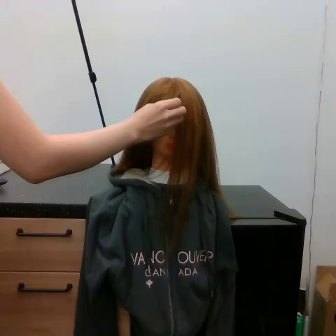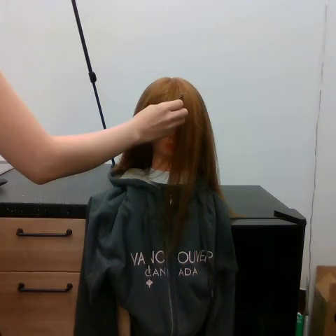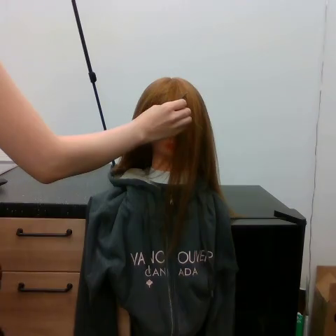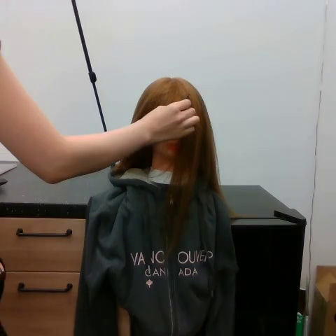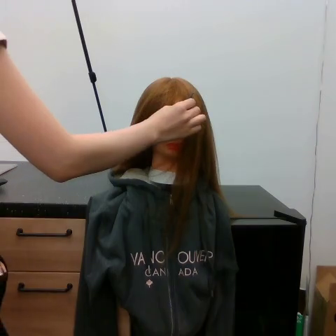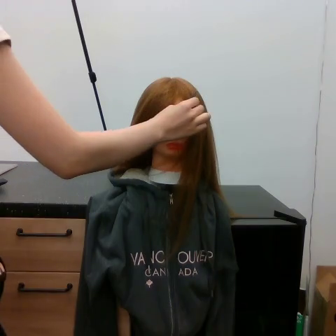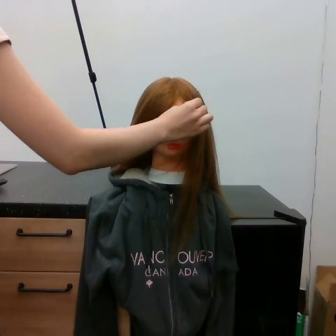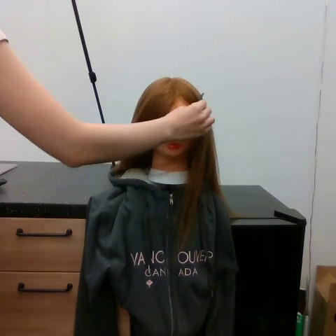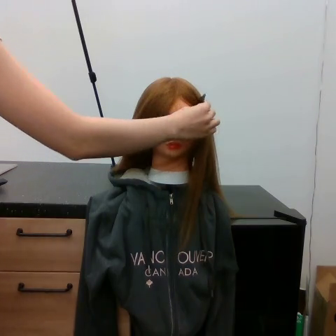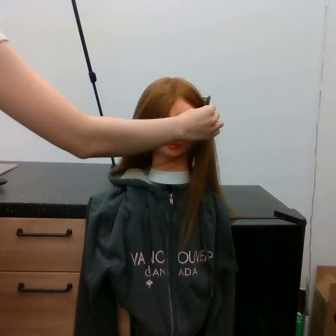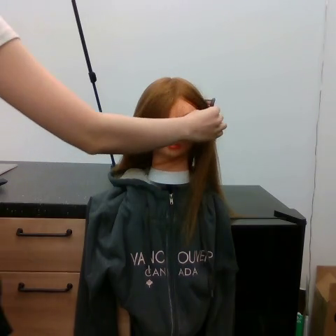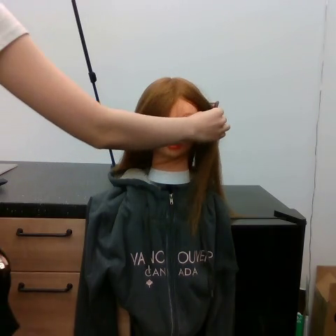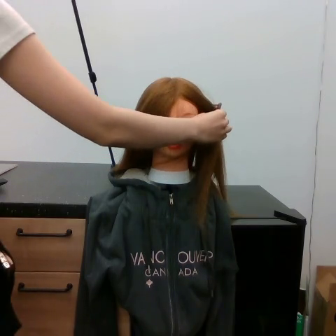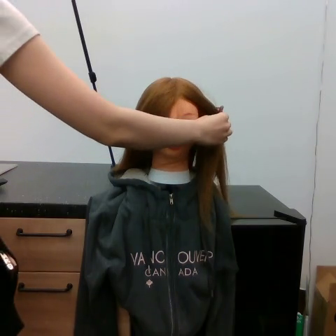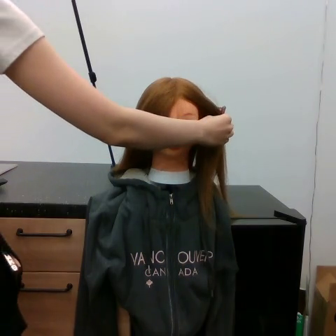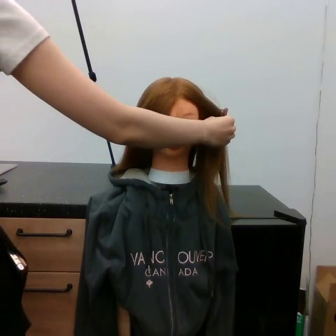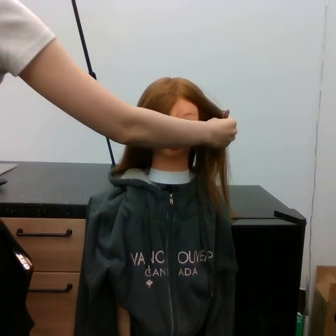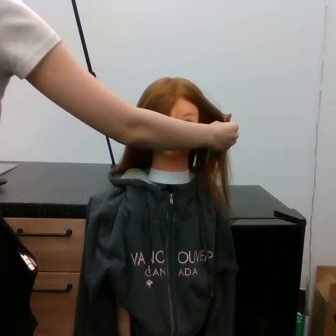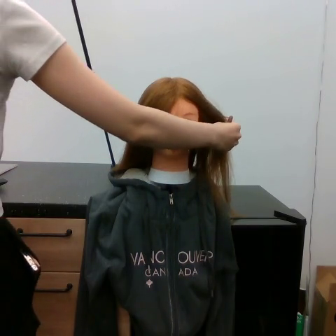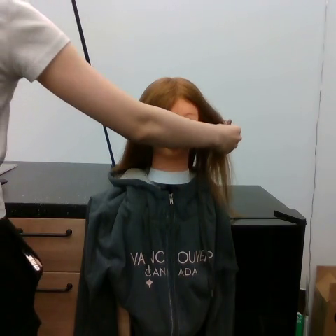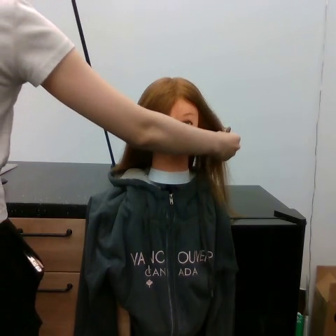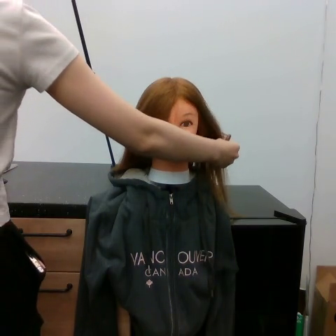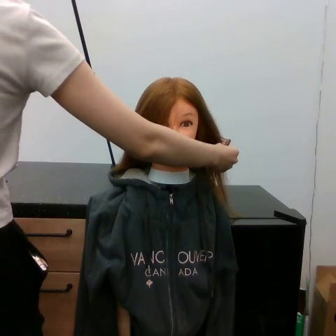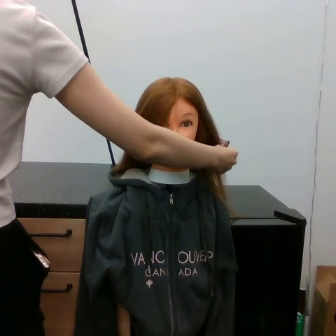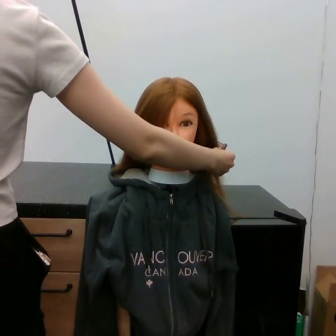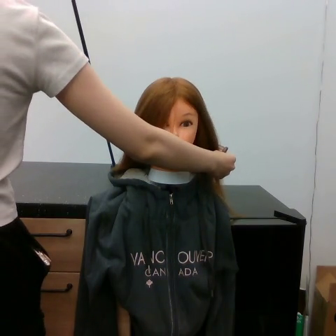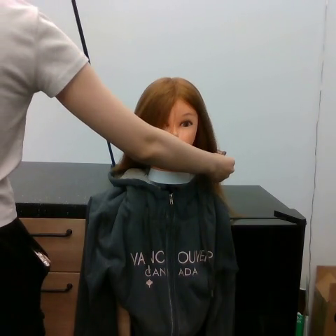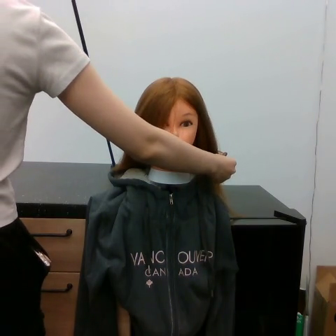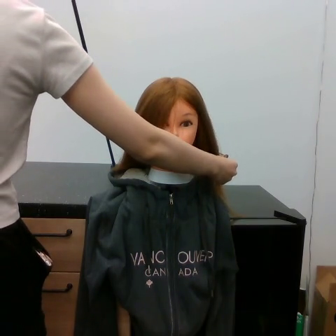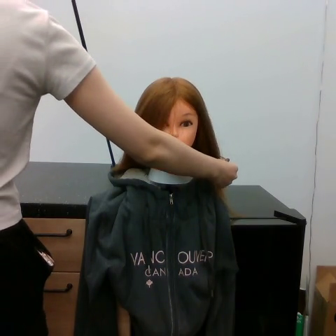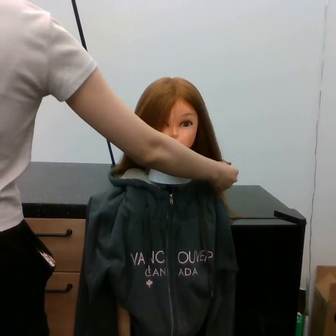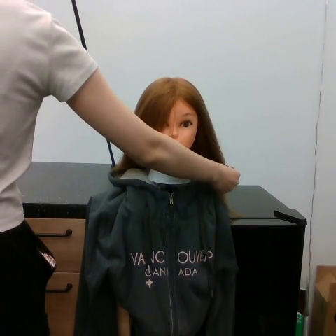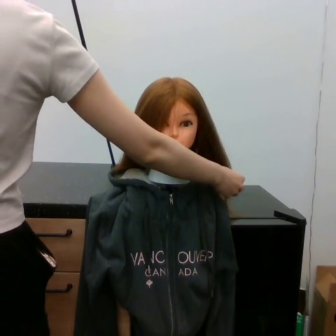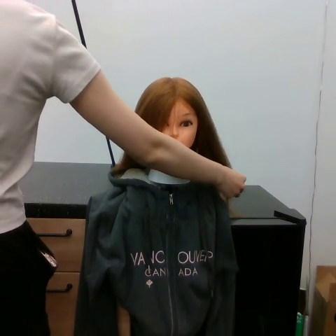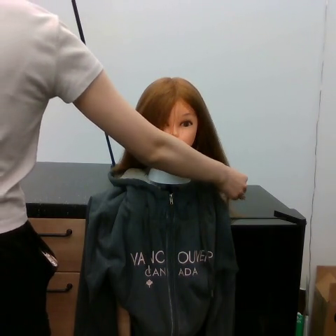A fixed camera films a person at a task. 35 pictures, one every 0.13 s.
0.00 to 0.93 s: The hand goes to the right.
0.93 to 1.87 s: The hand goes to the right.
1.87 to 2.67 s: The hand goes downward.
2.67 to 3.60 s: The hand goes downward.
3.60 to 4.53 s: The hand goes downward.
Task: tidy front hair.
Motion: move to the right, then move downward and to the right.
